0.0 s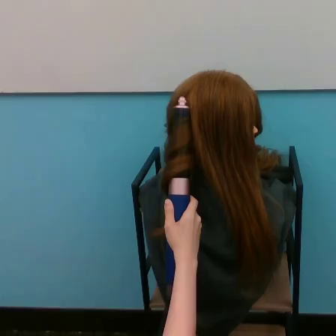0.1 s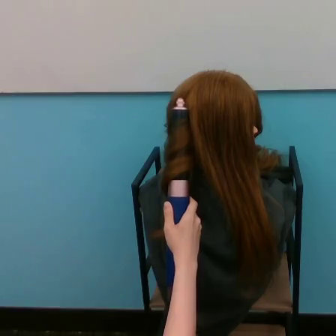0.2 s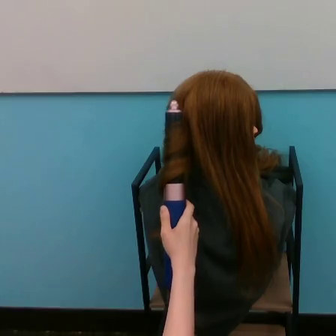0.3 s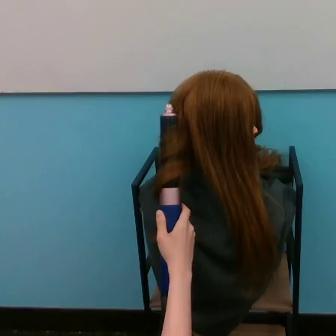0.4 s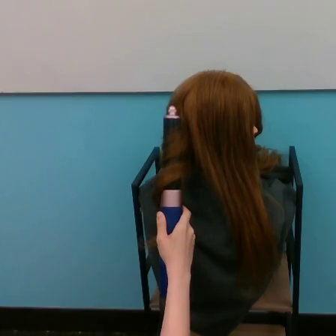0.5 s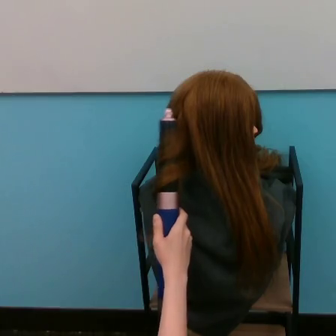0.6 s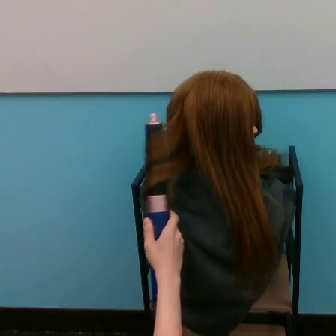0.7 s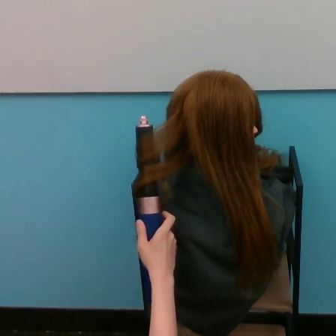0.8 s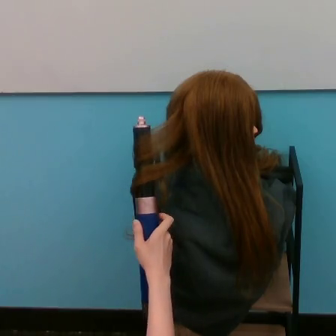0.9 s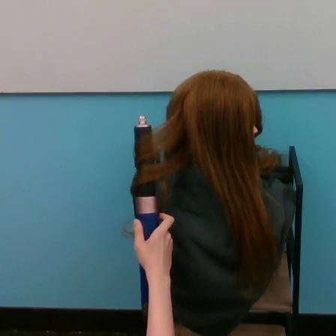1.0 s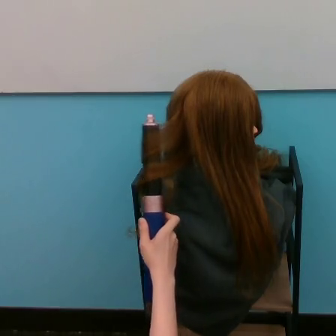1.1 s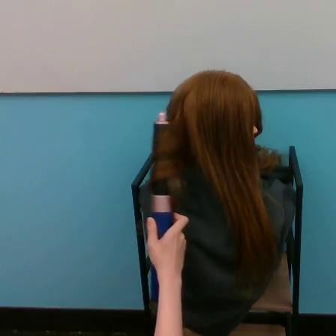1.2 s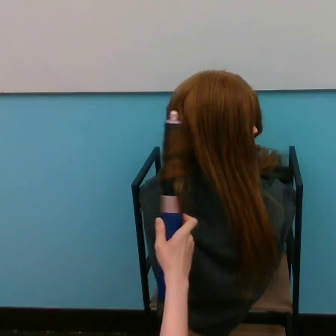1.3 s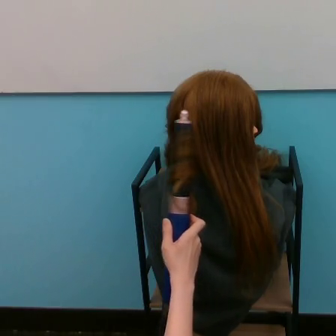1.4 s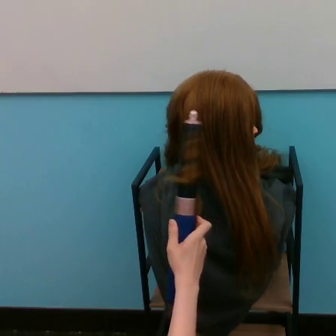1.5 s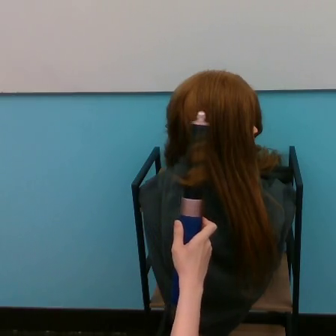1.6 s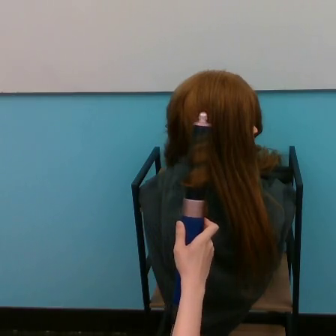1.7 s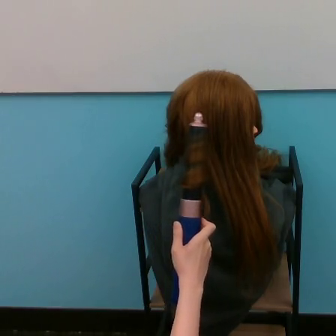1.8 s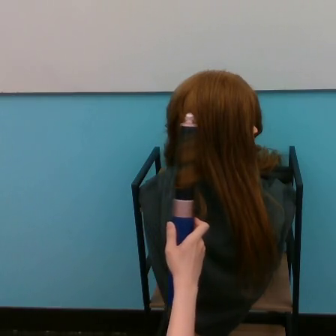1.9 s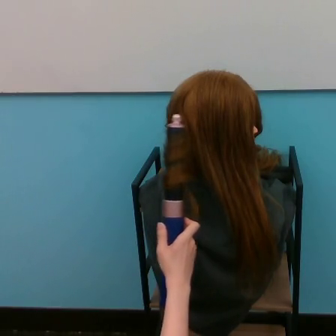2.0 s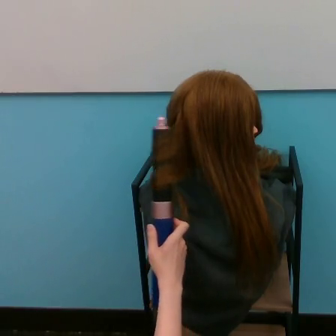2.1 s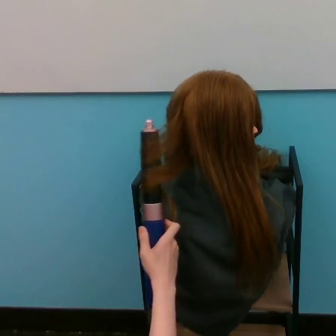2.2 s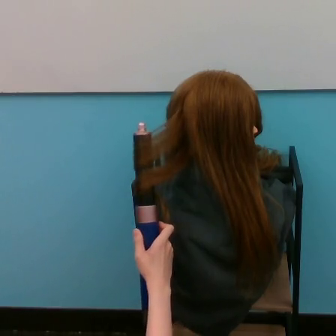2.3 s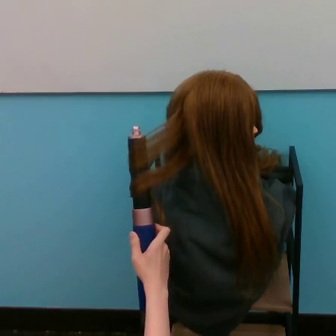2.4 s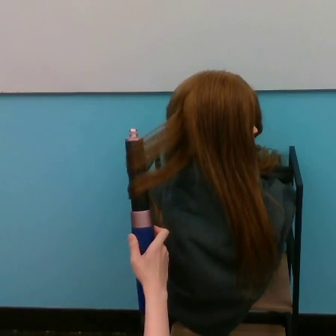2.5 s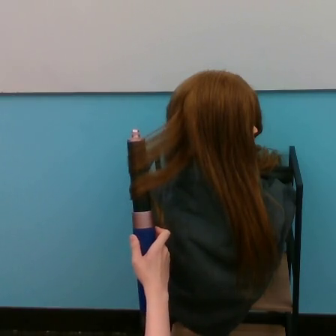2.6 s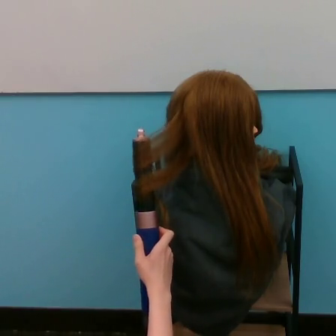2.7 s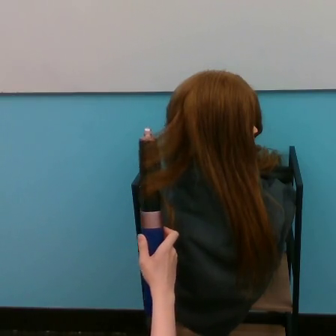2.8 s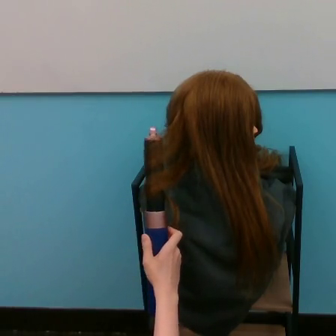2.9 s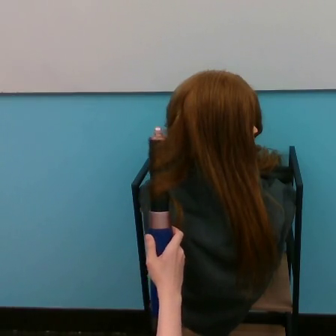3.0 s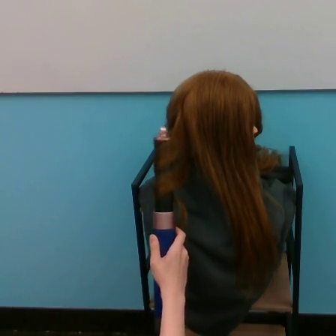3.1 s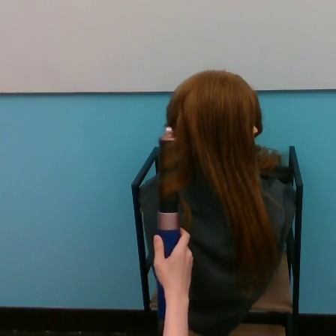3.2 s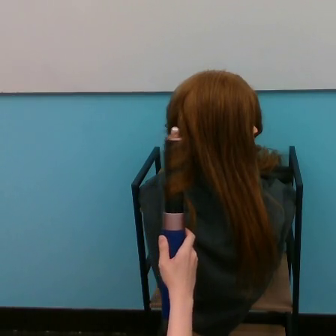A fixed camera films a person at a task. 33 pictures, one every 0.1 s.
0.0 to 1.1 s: The hand goes to the left and downward, then to the right.
1.1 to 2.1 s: The hand goes to the right, then to the left.
2.1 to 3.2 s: The hand goes to the right, on a counterclockwise arc.
Task: curl hair.
